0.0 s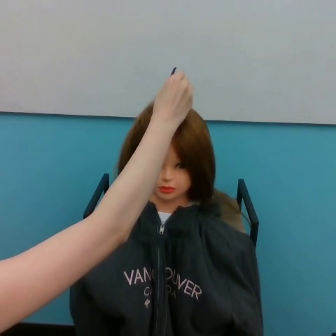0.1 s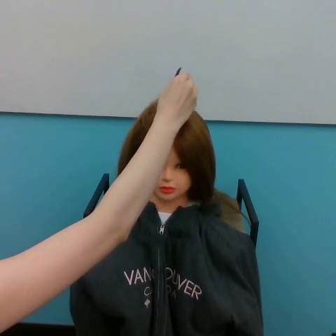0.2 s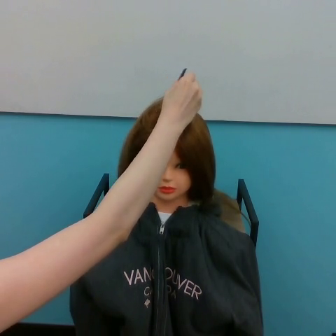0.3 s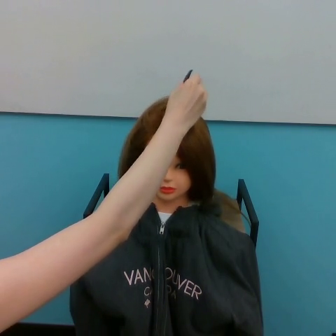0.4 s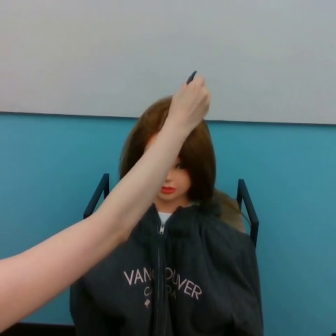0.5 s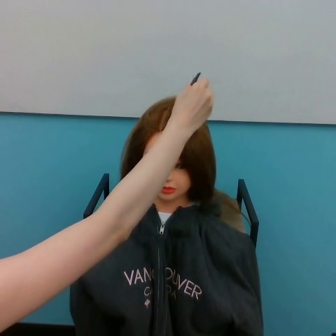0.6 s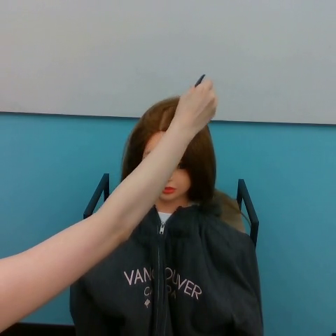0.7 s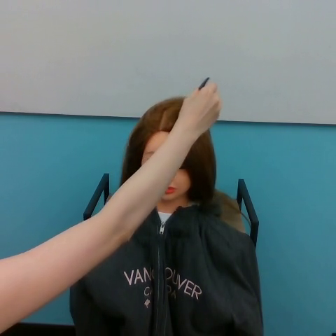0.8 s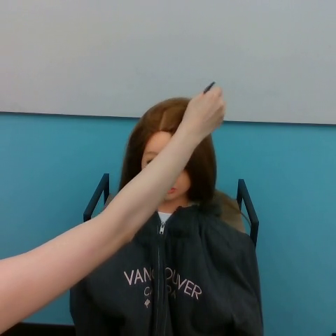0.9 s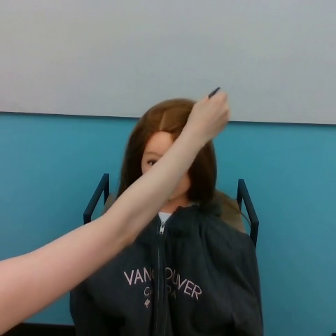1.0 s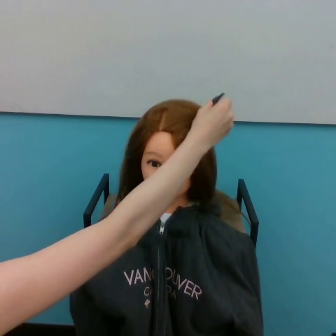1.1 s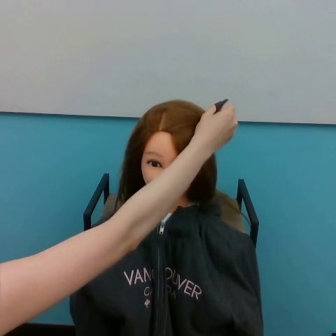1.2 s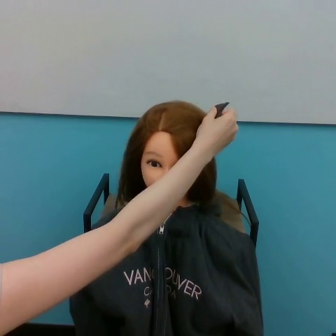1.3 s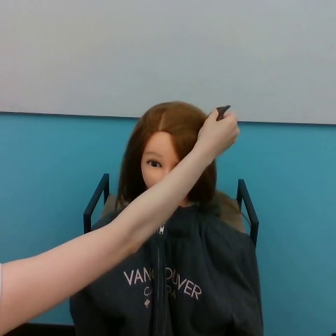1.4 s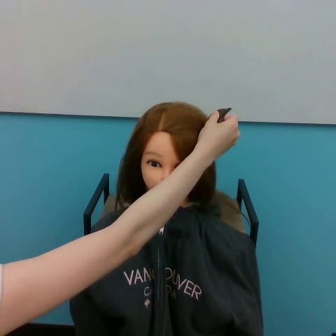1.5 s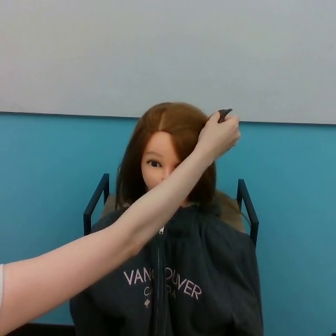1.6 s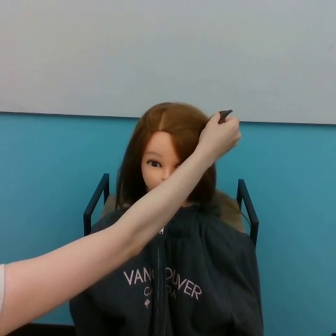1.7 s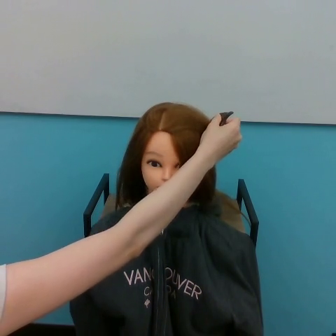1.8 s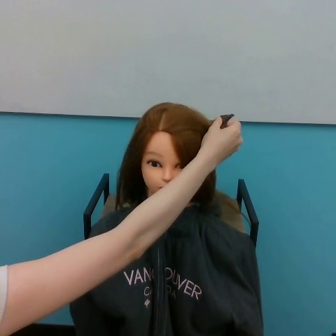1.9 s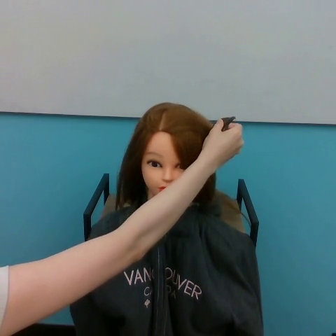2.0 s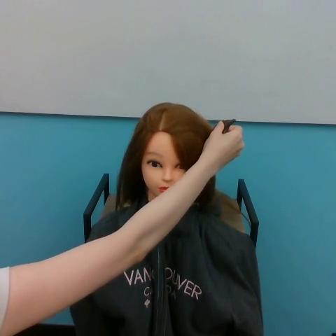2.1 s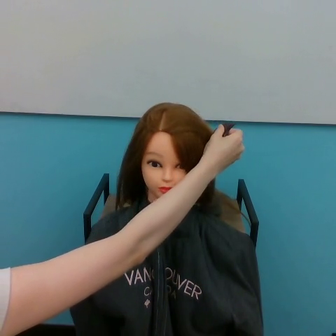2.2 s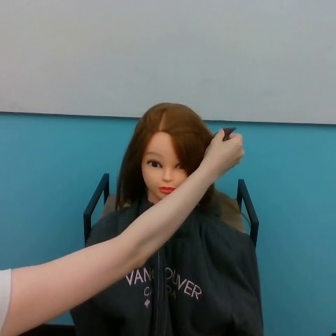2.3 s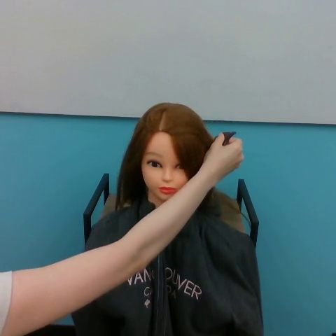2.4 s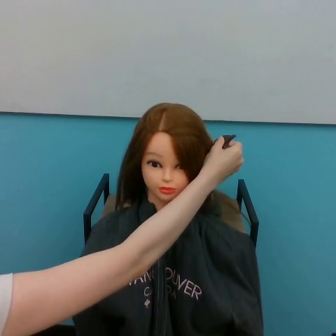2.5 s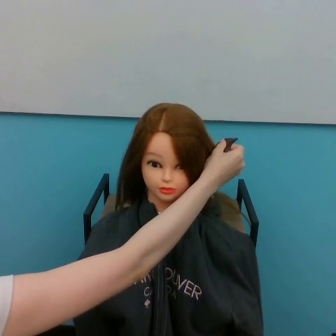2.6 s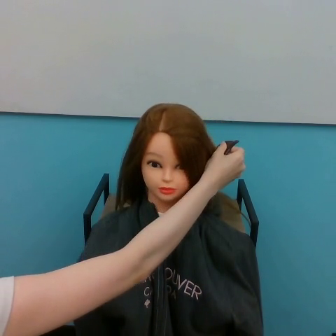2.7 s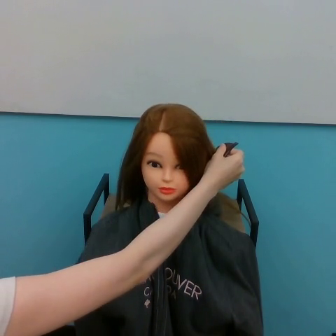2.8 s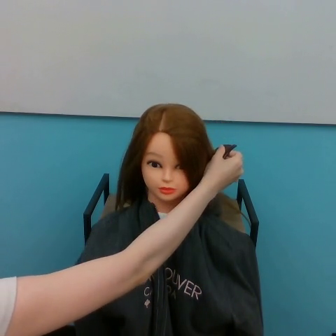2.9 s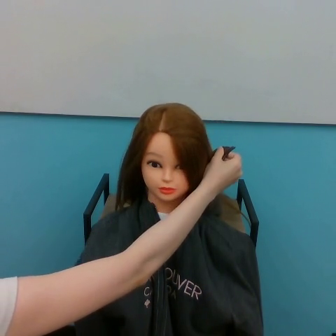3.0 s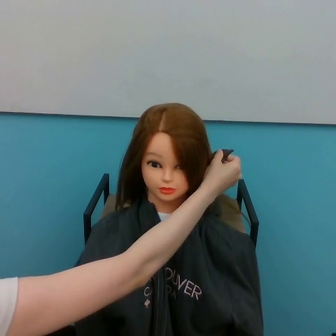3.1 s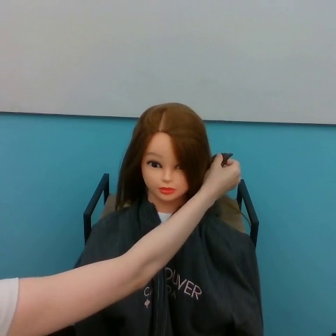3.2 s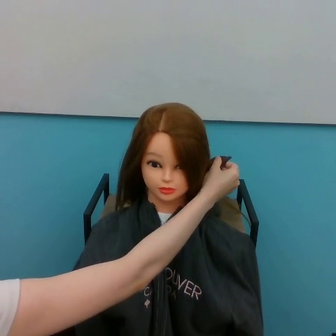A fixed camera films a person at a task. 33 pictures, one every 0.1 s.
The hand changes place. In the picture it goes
downward.
0.0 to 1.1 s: The hand goes to the right and downward.
1.1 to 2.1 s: The hand goes downward.
2.1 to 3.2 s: The hand goes downward.
Task: part hair.
